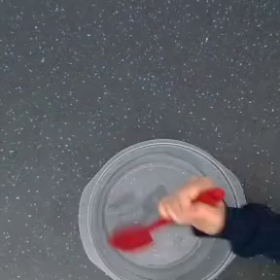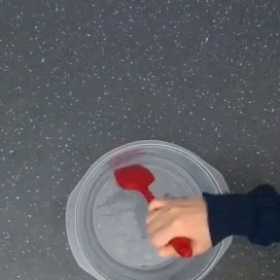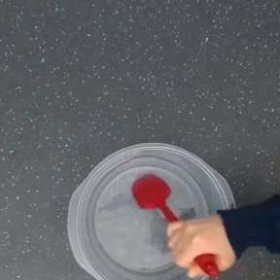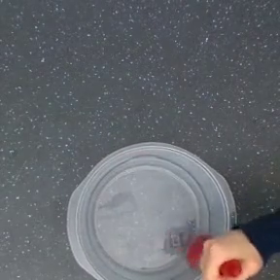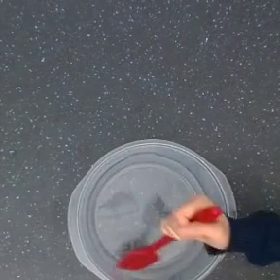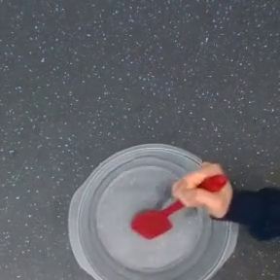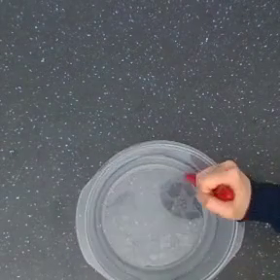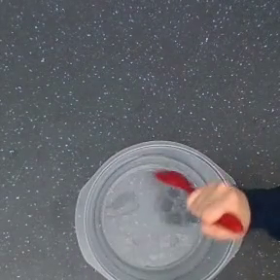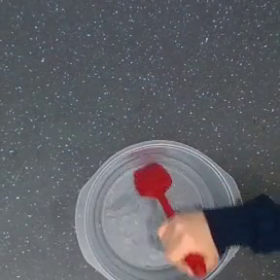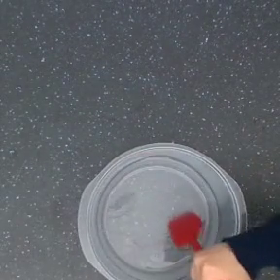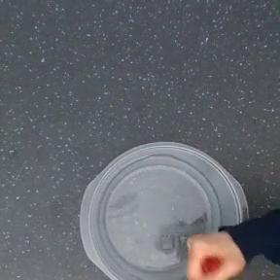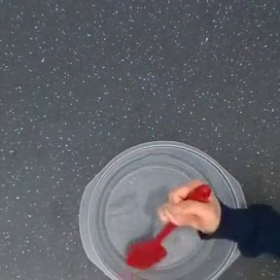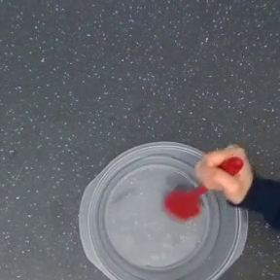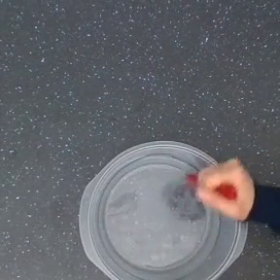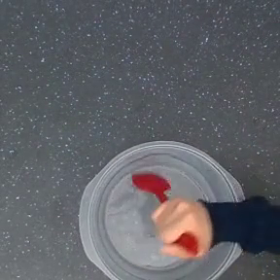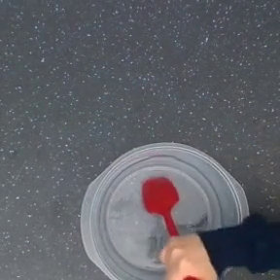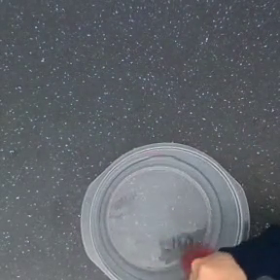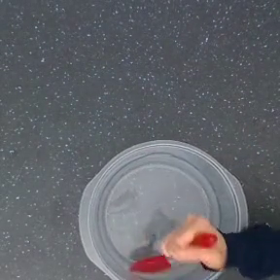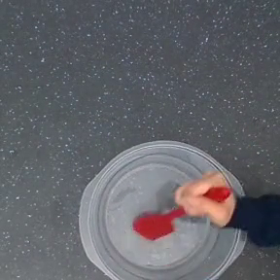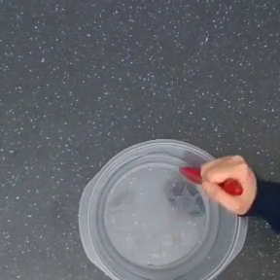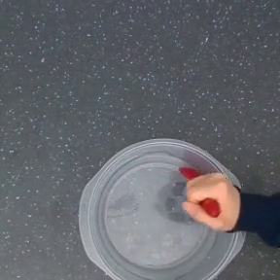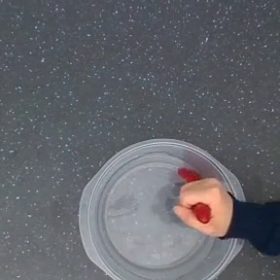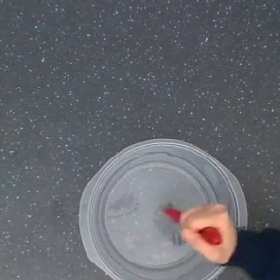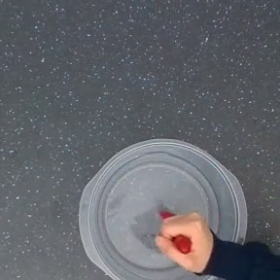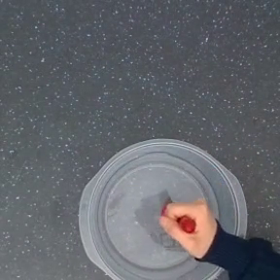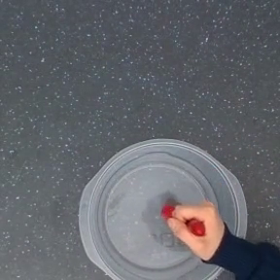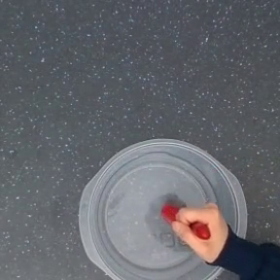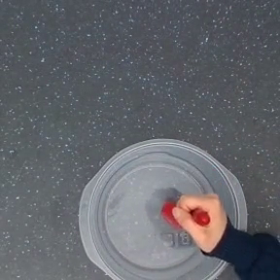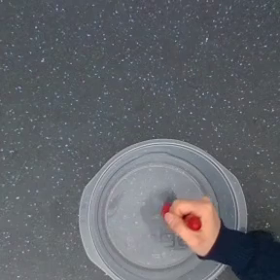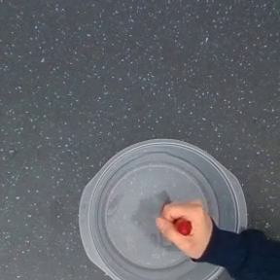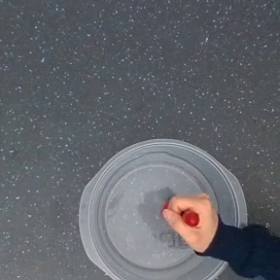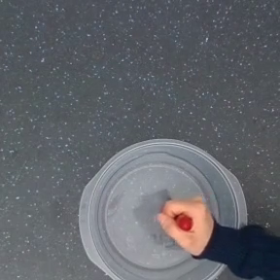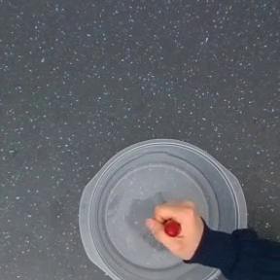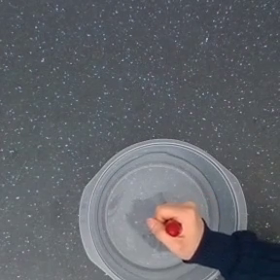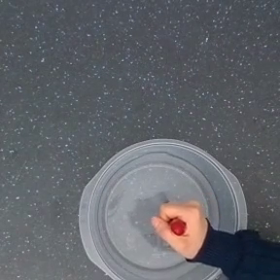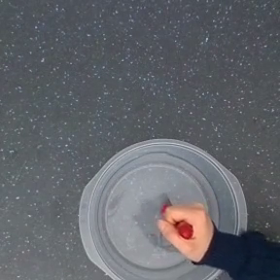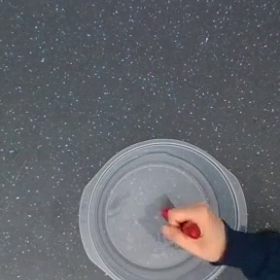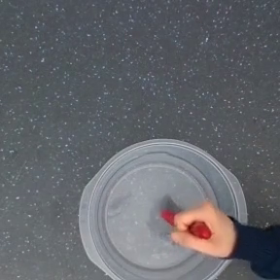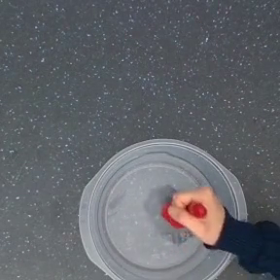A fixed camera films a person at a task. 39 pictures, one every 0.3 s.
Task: stir.
Motion: move downward to the right and reverse, move upward to the right and reverse, repeating this sequence 3 times.
0.0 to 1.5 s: The hand goes downward and to the right, then upward.
1.5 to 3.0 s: The hand goes downward, then to the right.
3.0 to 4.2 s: The hand goes upward, then downward and to the left.
4.2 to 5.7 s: The hand goes upward and to the right.
5.7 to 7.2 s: The hand goes downward and to the left, then upward.
7.2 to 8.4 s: The hand goes to the right.
8.4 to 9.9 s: The hand goes to the left.
9.9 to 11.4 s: The hand goes to the right.
